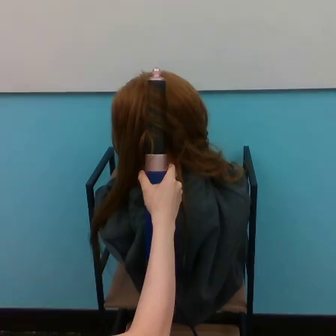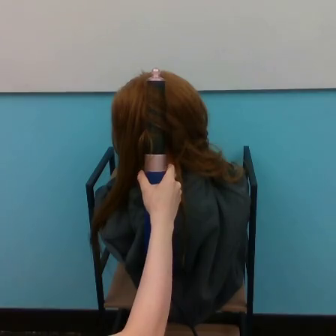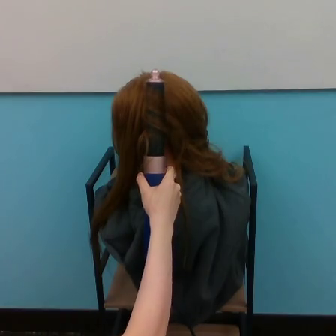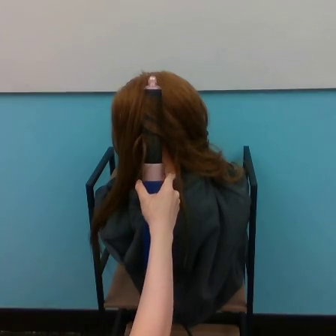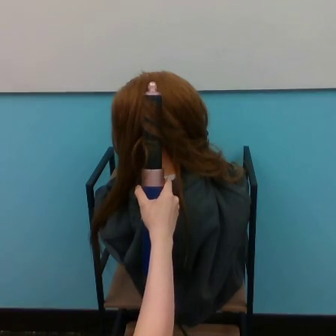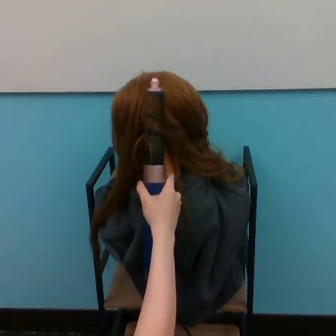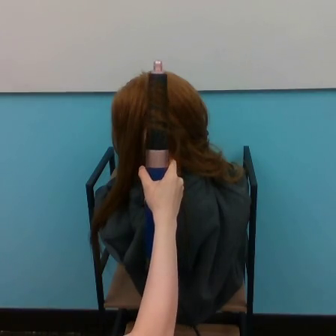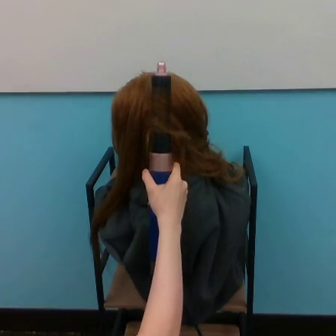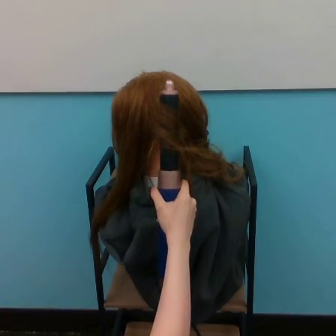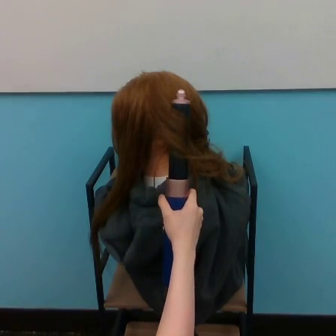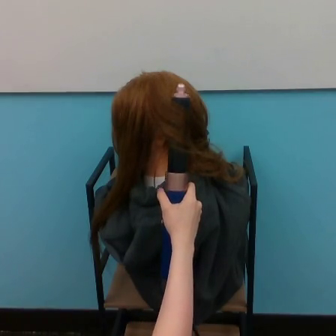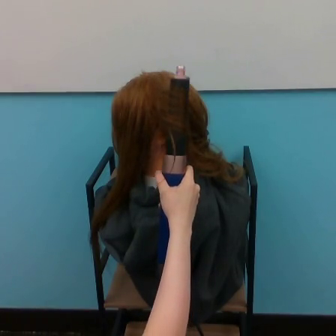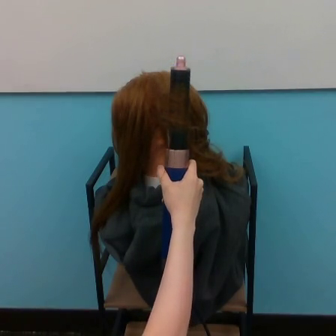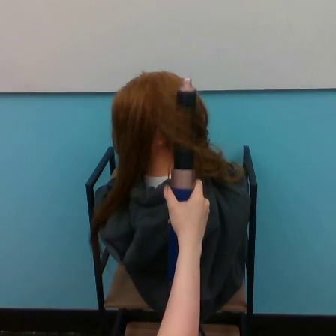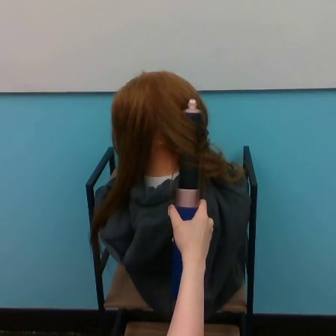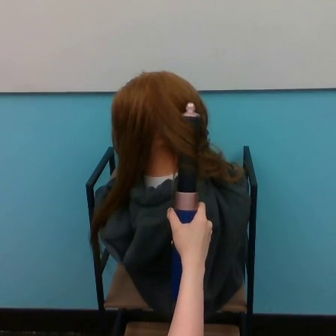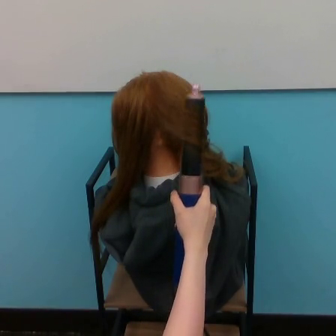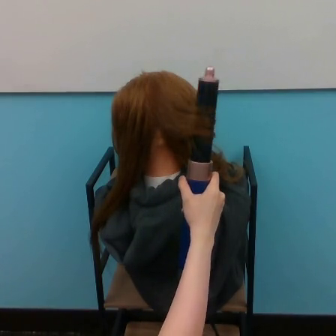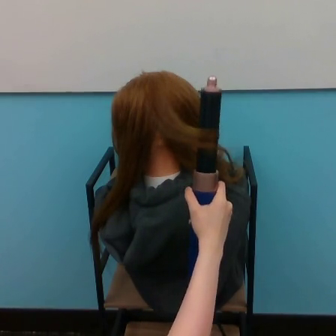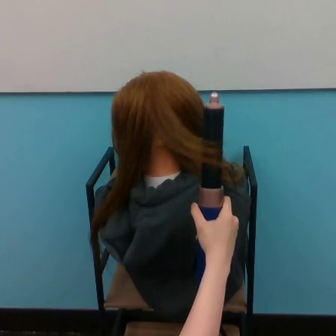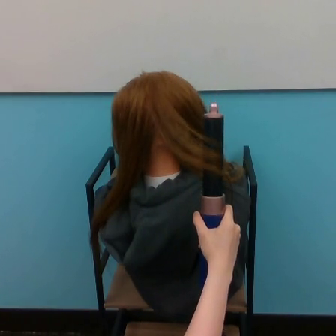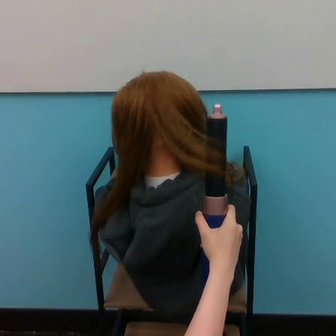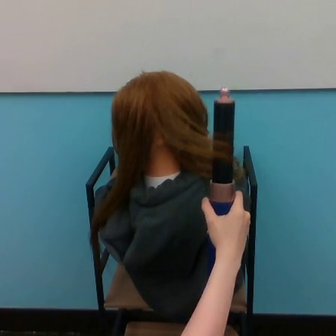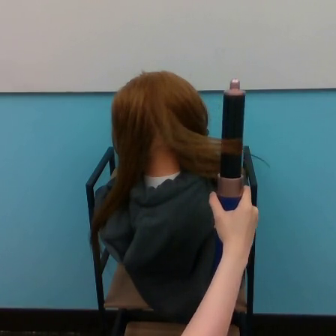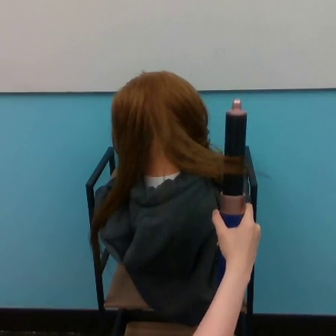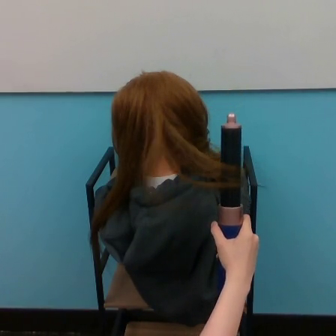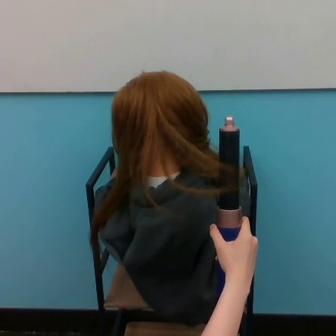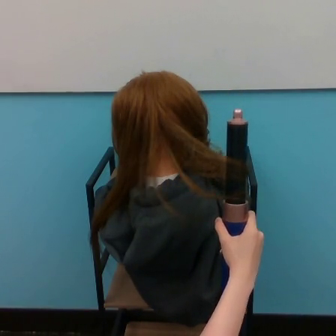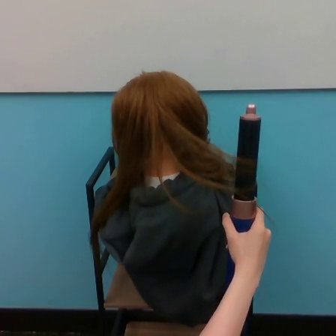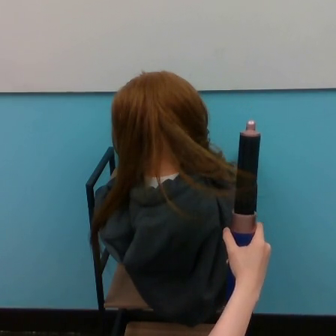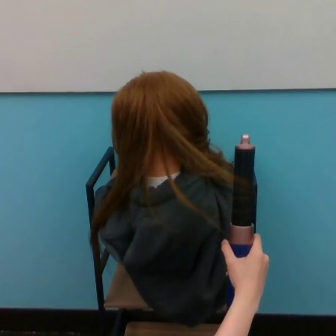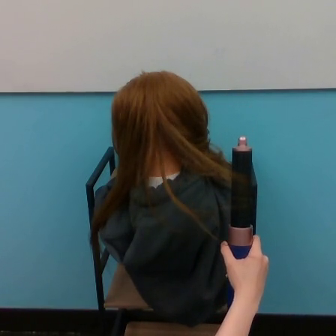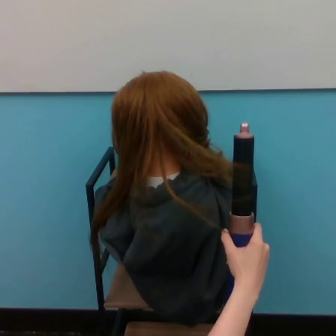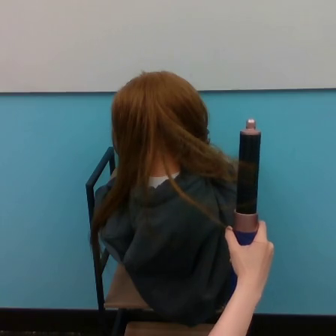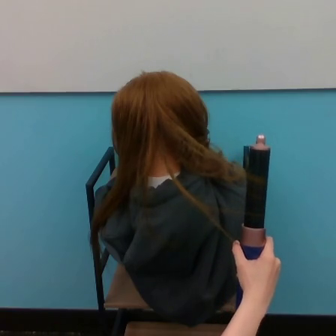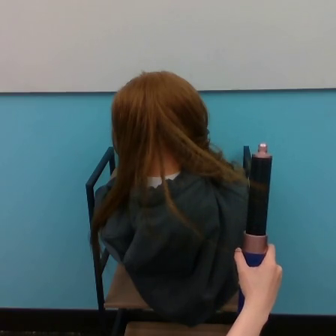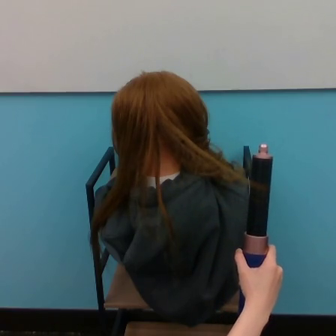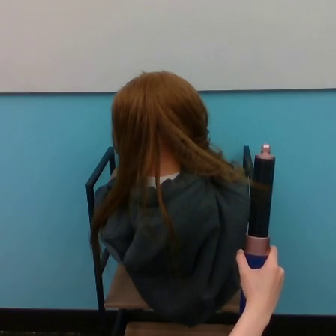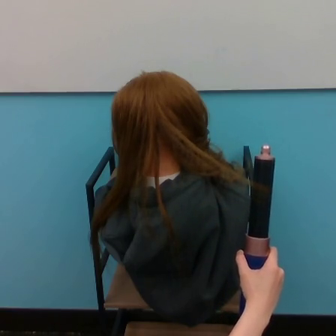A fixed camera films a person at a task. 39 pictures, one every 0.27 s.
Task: curl hair.
Motion: move downward and to the right, making vertical oscillations up and down.
0.00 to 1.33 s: The hand goes downward.
1.33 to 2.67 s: The hand goes to the right and downward.
2.67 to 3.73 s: The hand goes upward, then downward.
3.73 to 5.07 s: The hand goes upward and to the right, then downward, on a clockwise arc.
5.07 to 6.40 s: The hand goes to the right.
6.40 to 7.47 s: The hand goes downward.
7.47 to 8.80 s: The hand goes downward, then upward.
8.80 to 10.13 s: The hand goes downward.
